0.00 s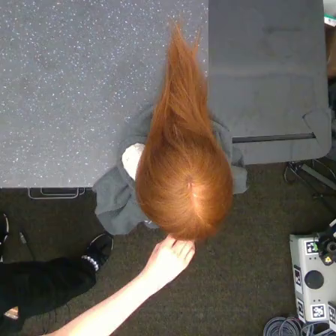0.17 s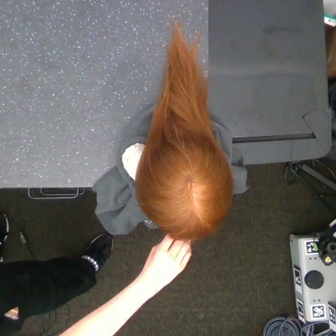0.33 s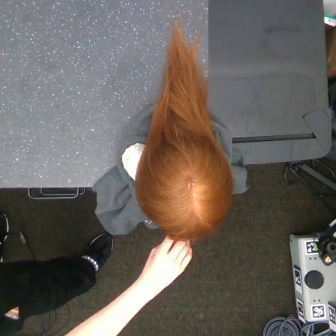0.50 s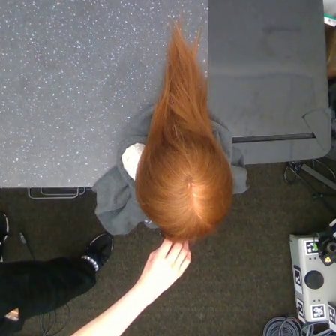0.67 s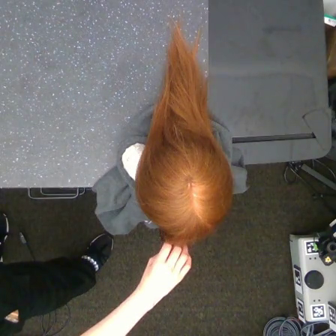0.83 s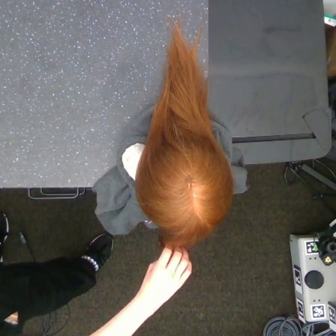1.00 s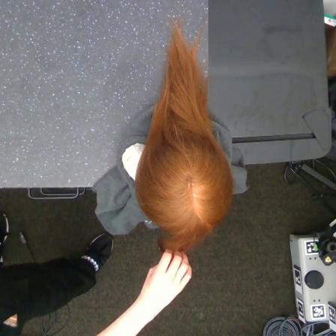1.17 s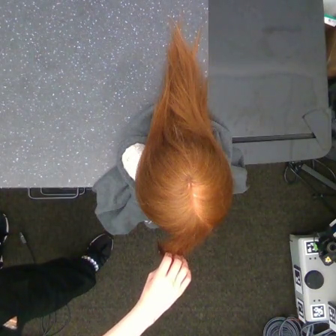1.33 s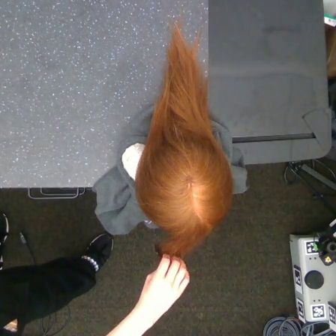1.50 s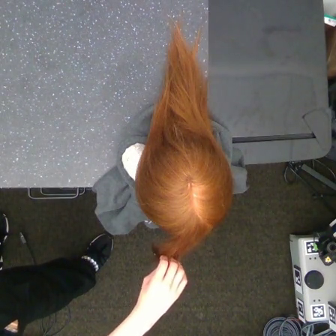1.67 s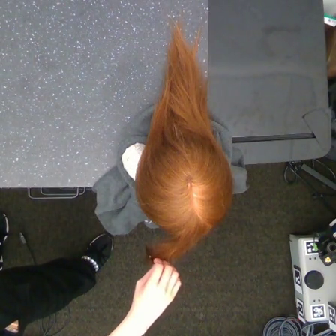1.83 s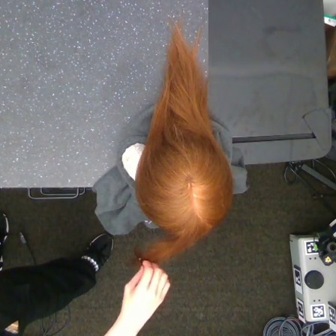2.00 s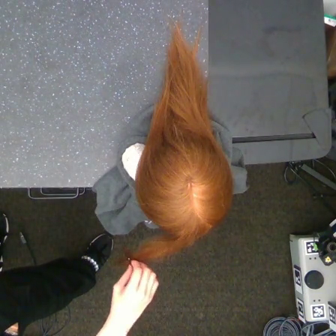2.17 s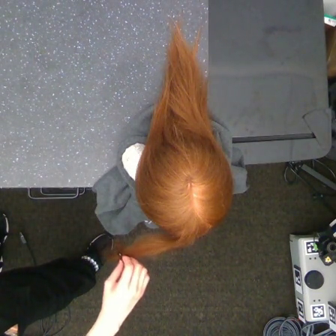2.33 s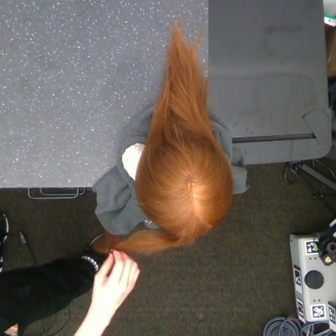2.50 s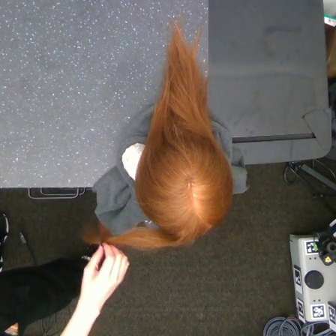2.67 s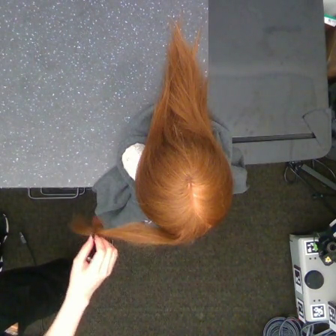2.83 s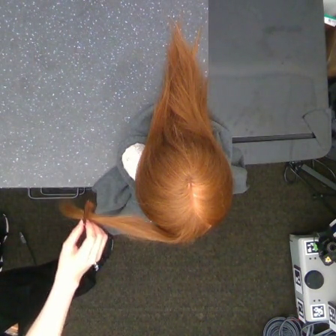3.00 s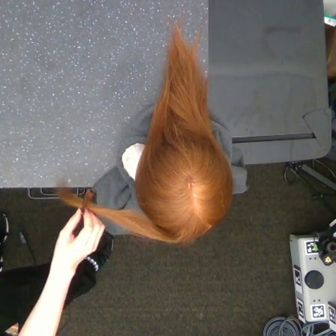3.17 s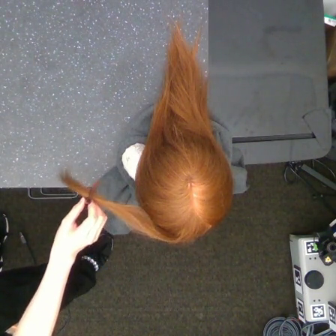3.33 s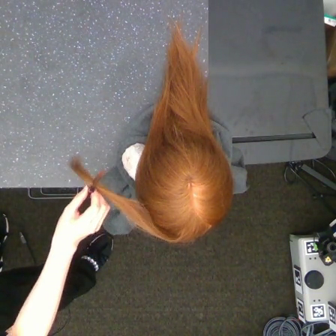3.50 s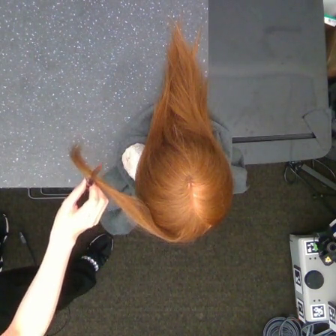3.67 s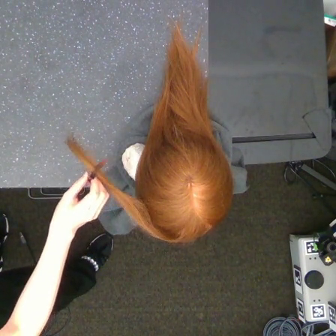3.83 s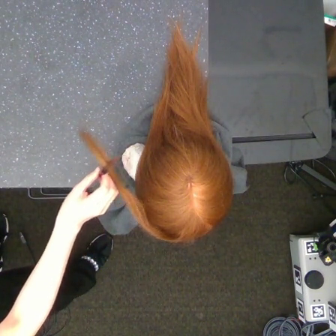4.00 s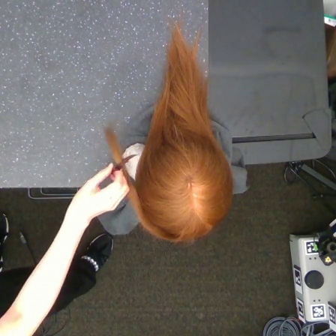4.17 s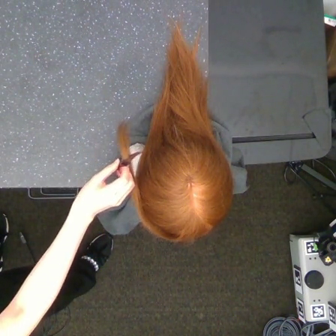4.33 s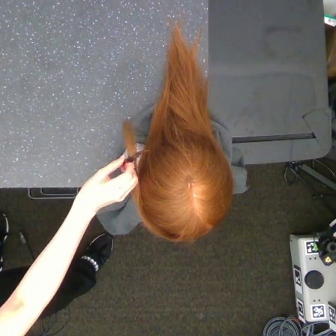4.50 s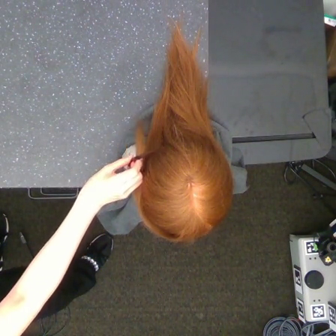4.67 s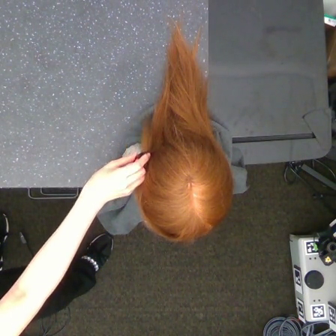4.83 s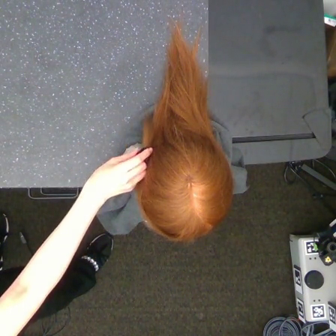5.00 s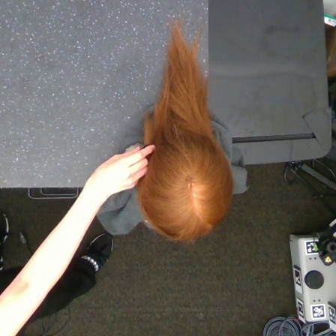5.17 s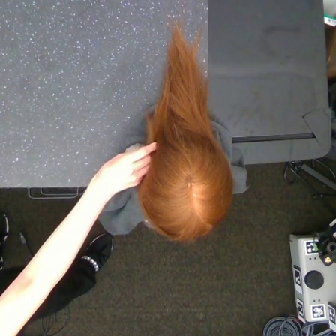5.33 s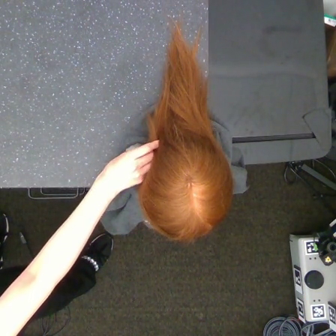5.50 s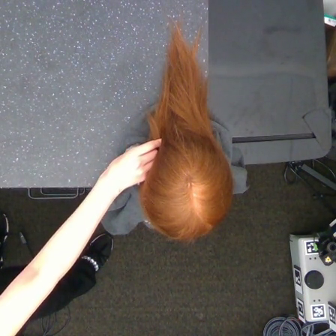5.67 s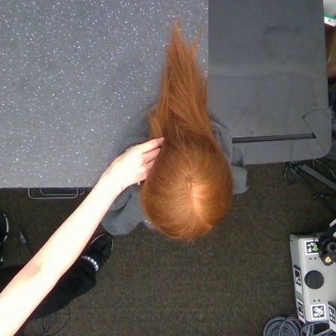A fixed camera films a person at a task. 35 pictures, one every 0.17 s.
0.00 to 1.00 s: The hand goes downward.
1.00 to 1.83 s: The hand goes to the left.
1.83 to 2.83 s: The hand goes to the left and upward.
2.83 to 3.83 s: The hand goes upward.
3.83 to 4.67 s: The hand goes to the right and upward.
4.67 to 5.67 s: The hand goes to the right and upward.
Task: tidy front hair.
Motion: move downward, then make a half circular motion clockwise.
